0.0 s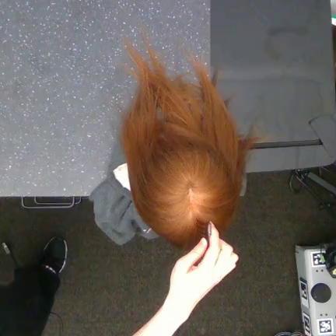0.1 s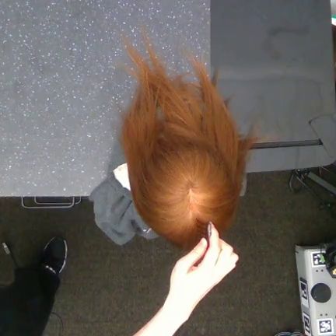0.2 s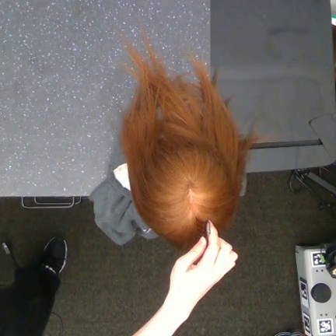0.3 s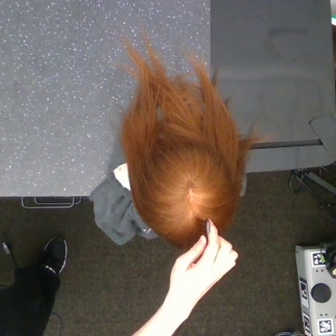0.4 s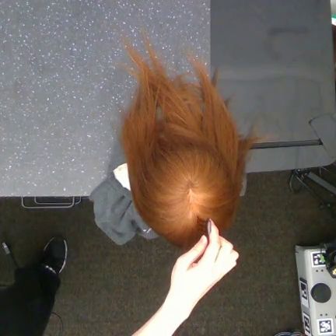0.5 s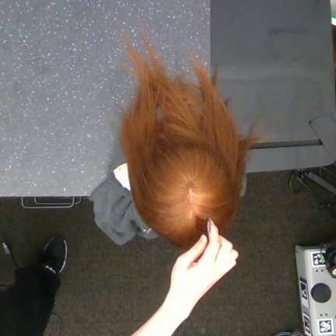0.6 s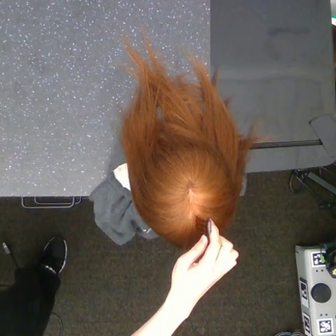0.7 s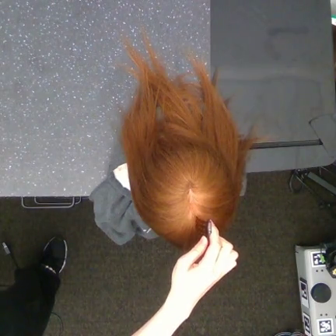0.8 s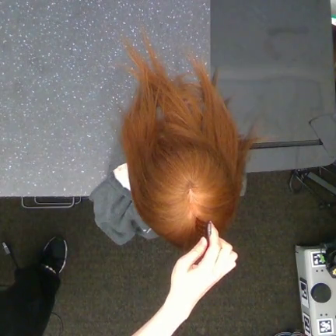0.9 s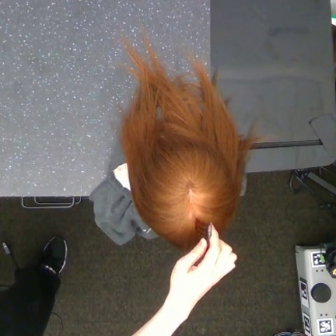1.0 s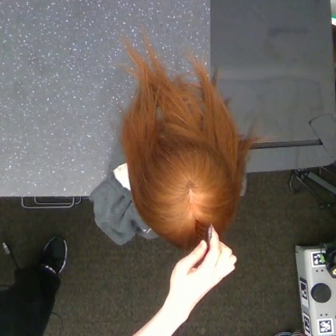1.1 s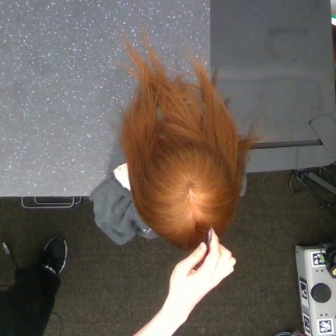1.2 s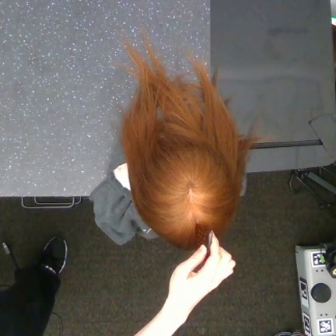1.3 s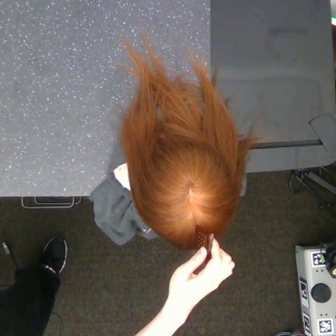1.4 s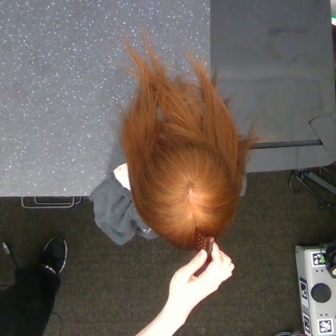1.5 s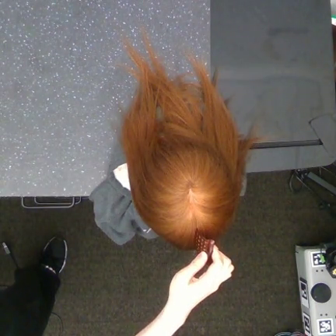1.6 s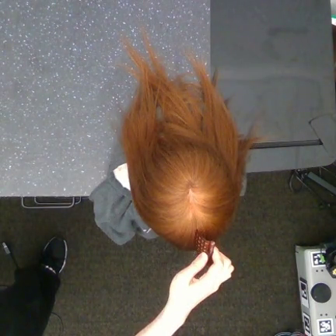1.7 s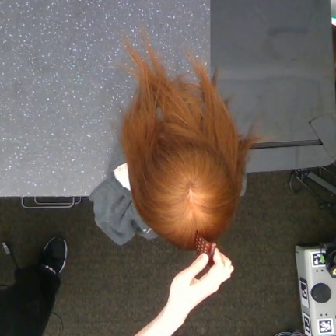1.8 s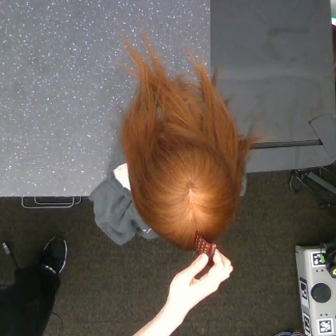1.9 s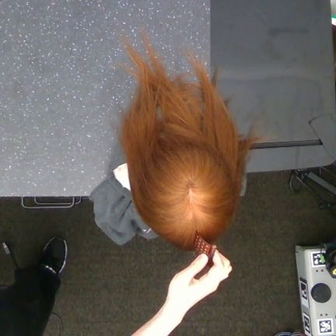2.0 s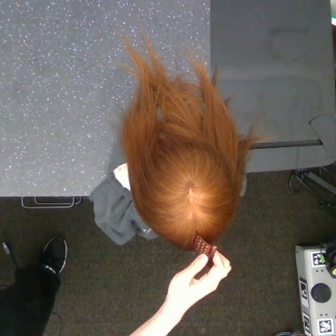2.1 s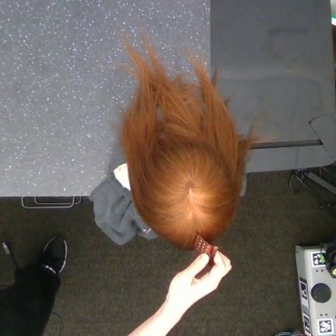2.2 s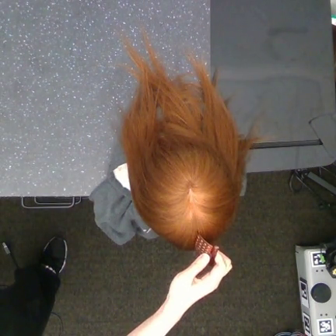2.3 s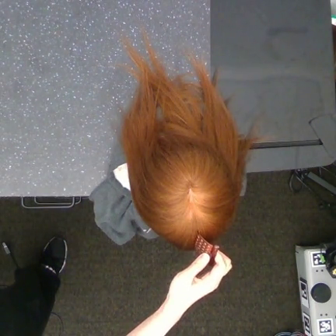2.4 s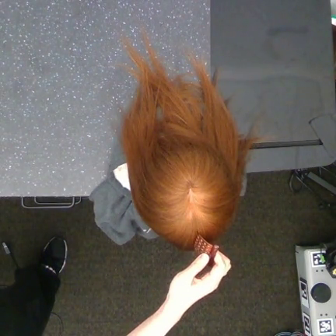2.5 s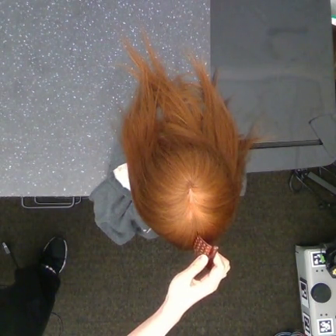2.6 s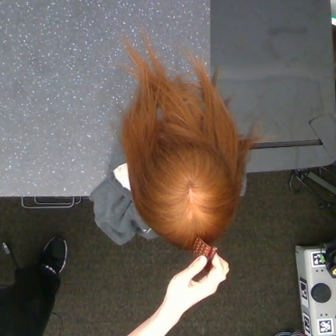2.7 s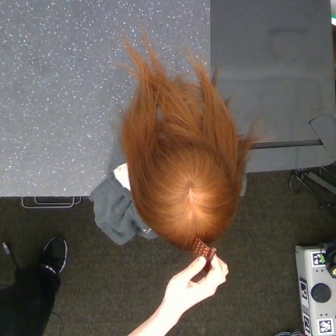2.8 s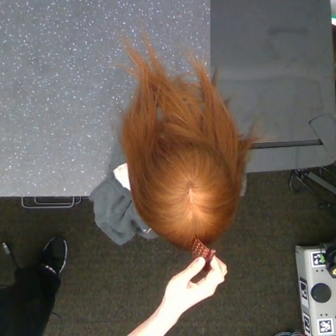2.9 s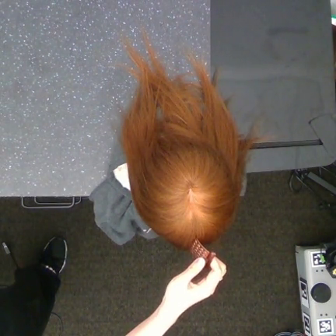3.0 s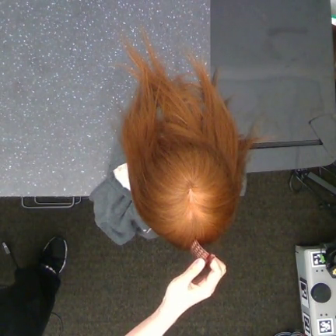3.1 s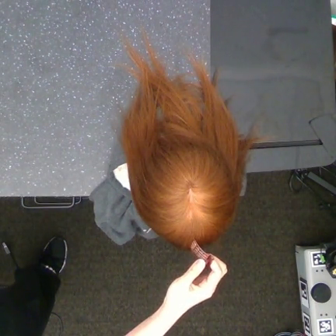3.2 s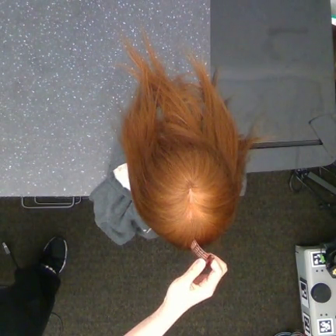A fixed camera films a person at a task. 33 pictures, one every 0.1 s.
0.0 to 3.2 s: The hand goes downward.
Task: tidy front hair.
